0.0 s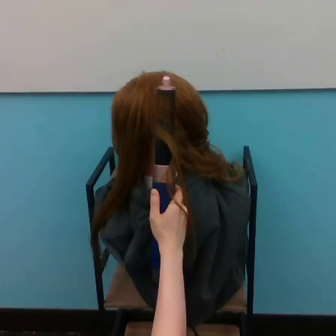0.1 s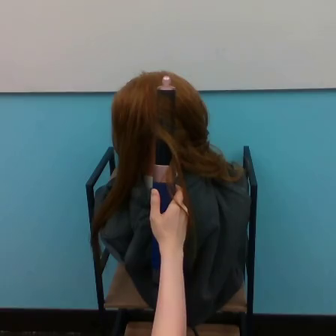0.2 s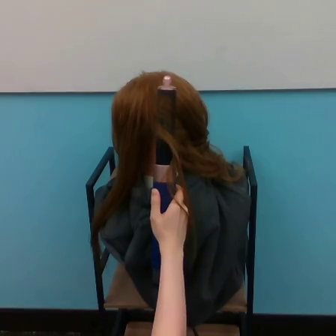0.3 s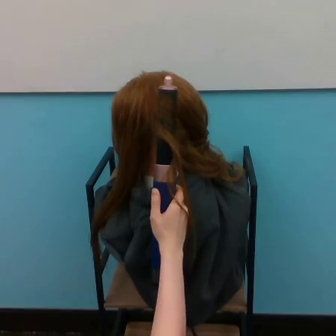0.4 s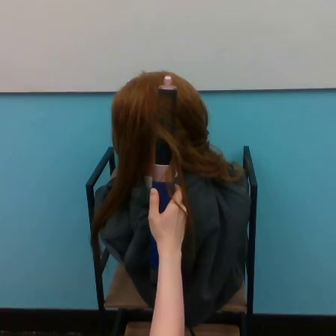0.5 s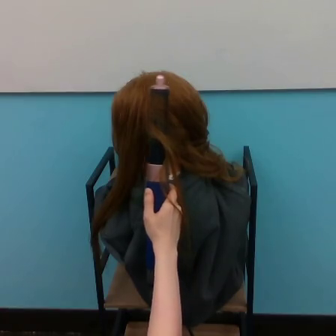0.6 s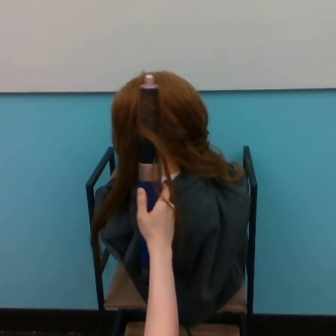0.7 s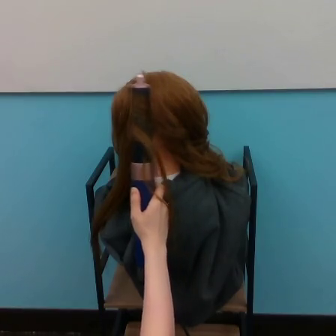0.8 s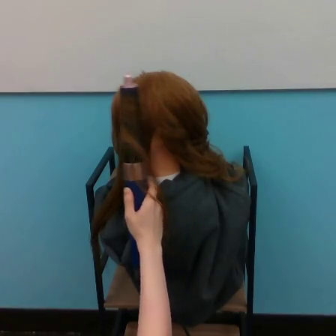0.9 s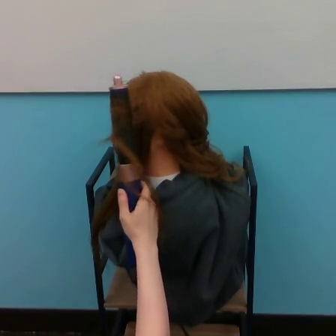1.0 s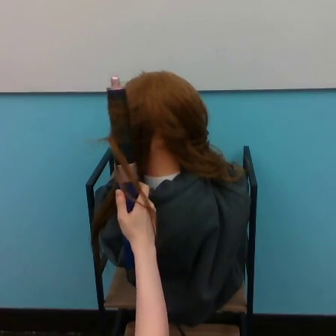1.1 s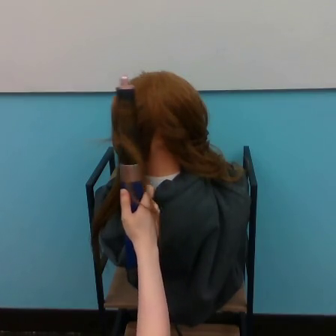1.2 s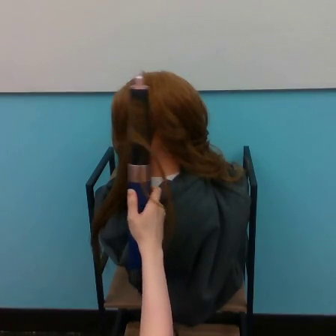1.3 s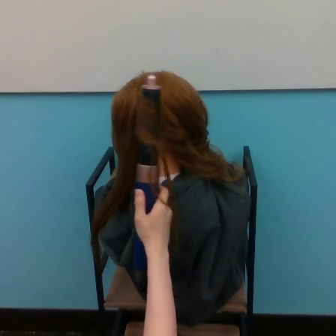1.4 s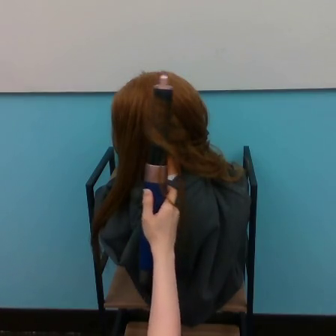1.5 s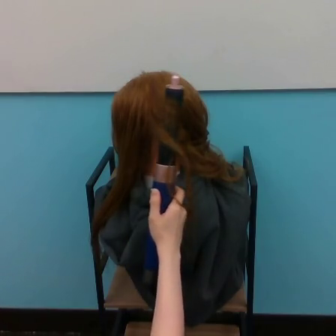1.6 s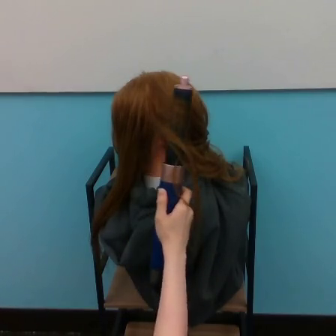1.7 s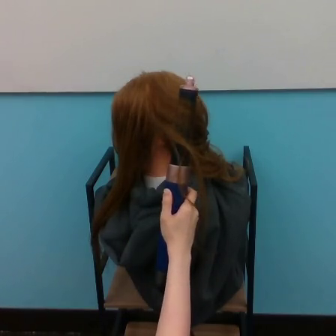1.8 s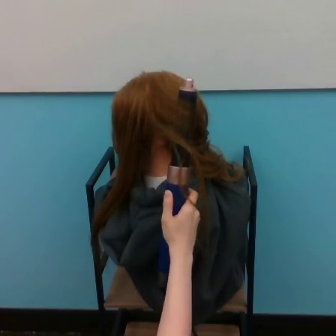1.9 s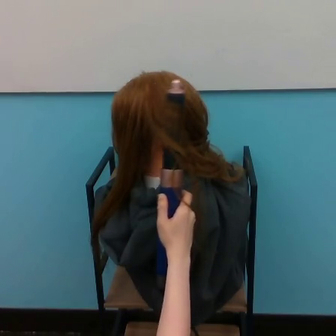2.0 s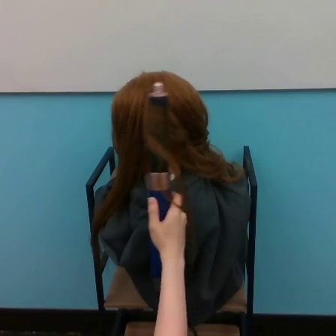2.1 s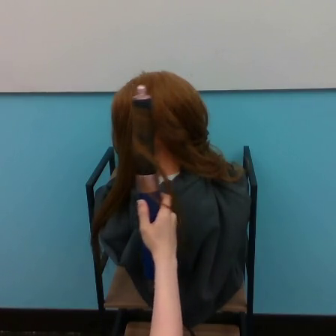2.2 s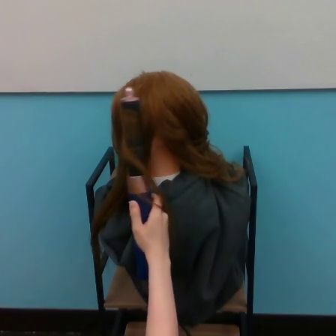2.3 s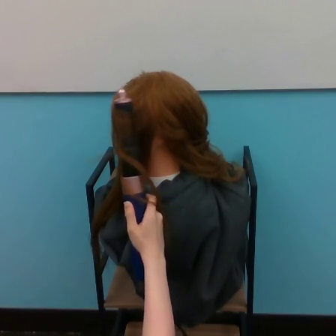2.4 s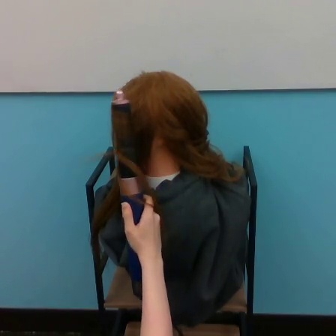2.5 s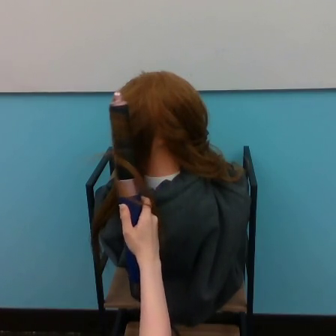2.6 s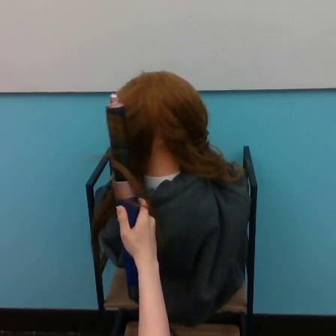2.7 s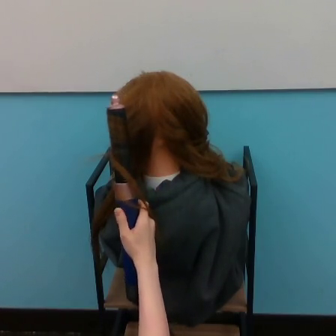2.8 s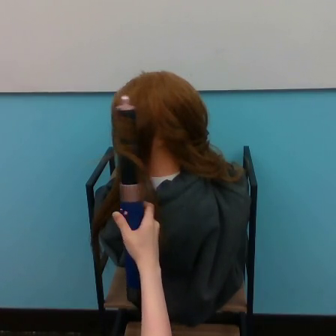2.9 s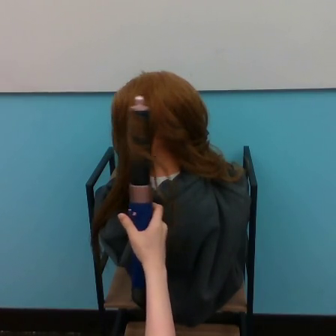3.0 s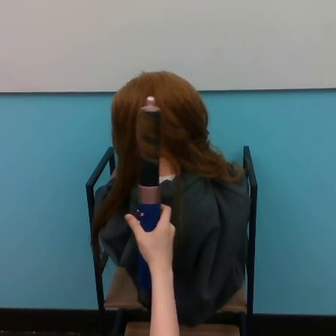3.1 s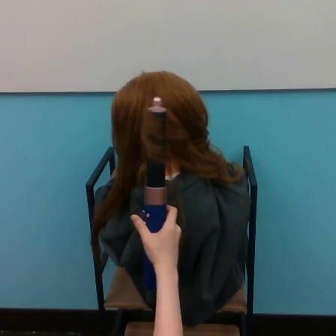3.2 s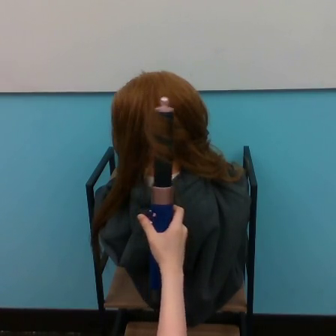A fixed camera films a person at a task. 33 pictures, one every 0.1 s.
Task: curl hair.
0.0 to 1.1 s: The hand goes to the left, on a counterclockwise arc.
1.1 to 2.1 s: The hand goes to the right, then to the left.
2.1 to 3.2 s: The hand goes to the left, then to the right, on a counterclockwise arc.
